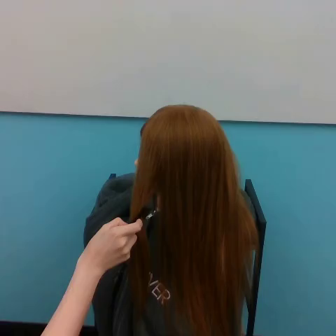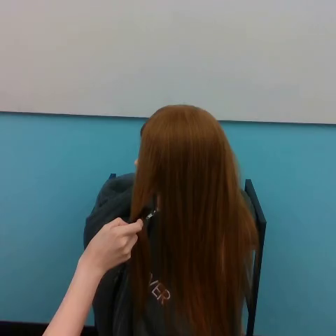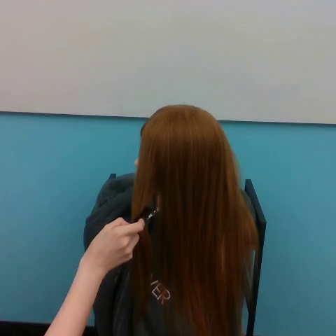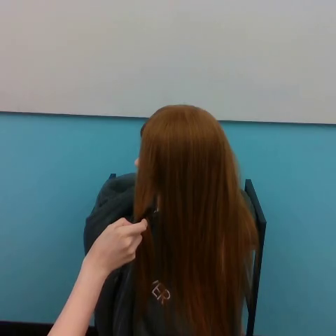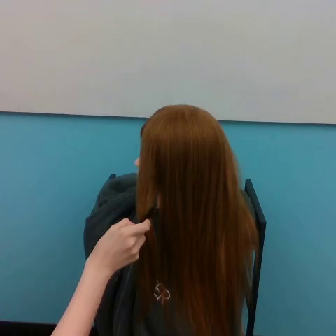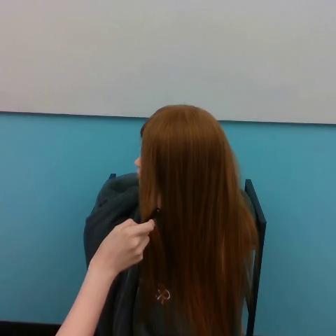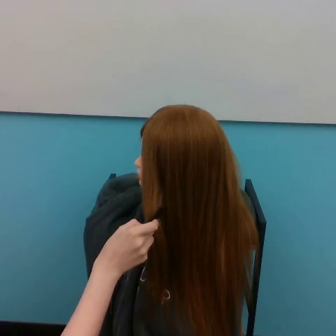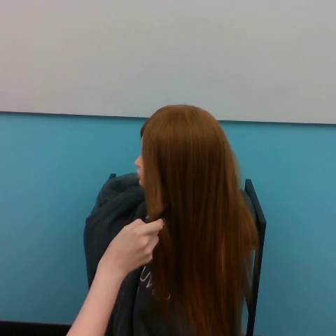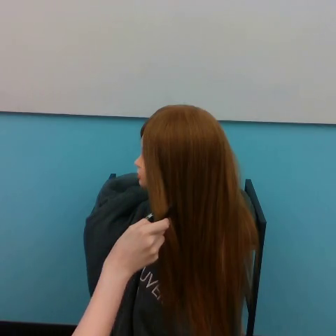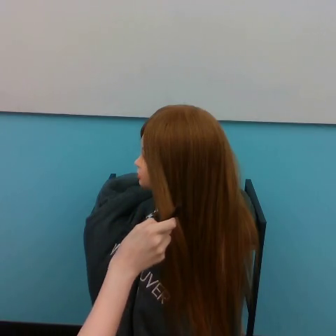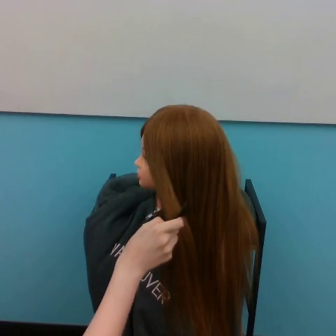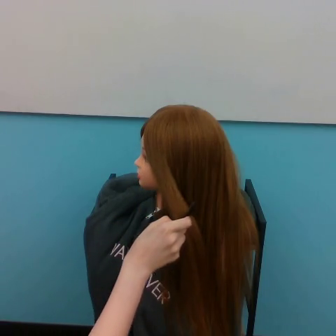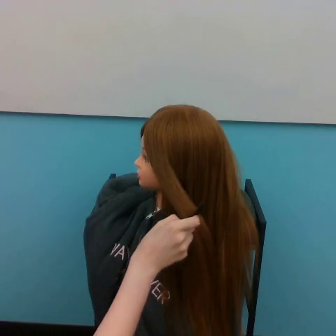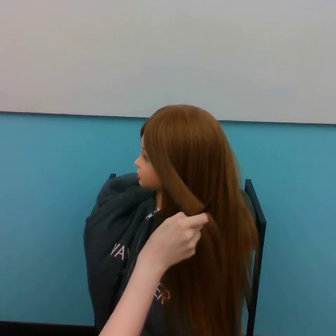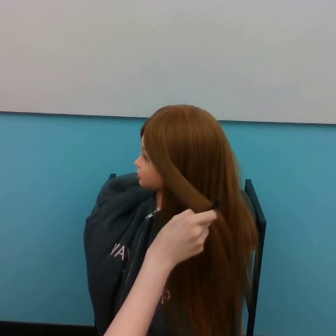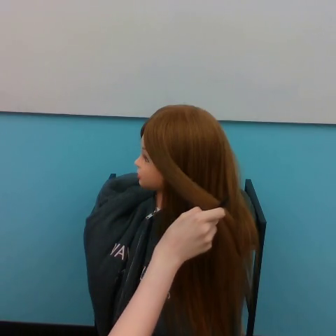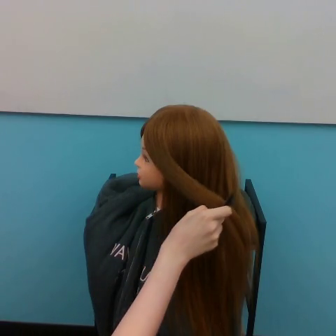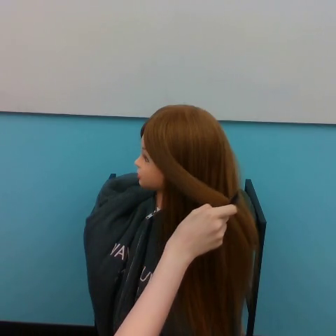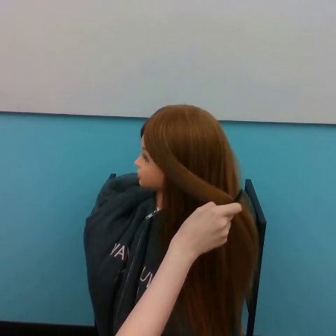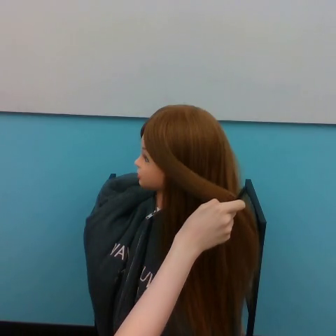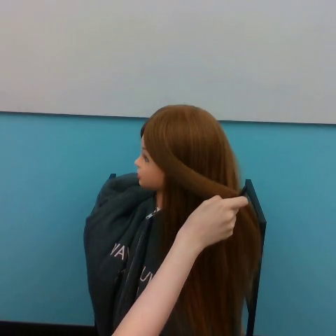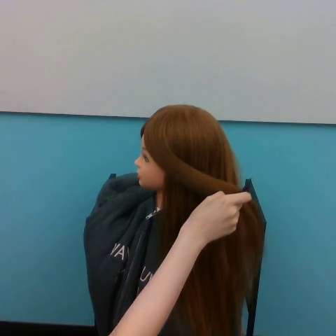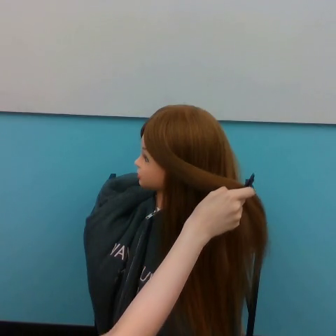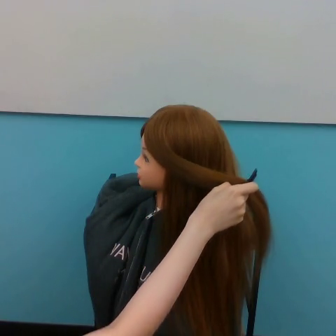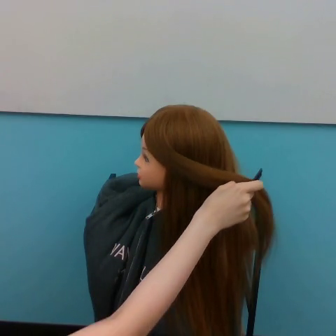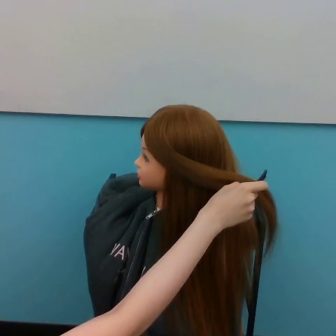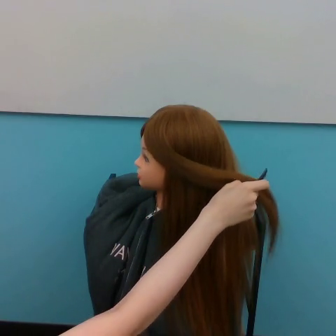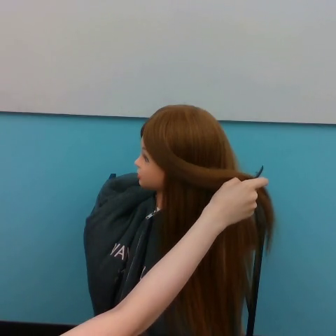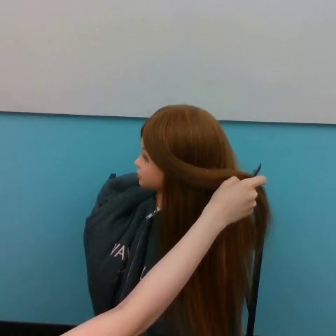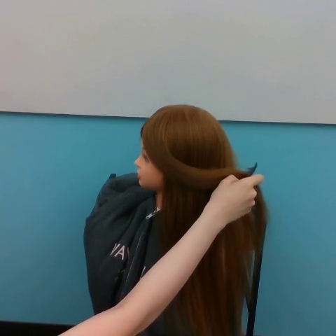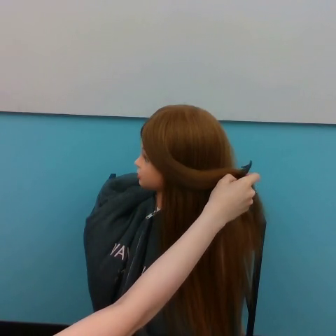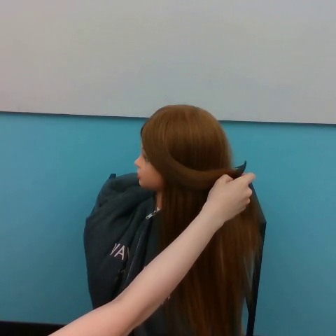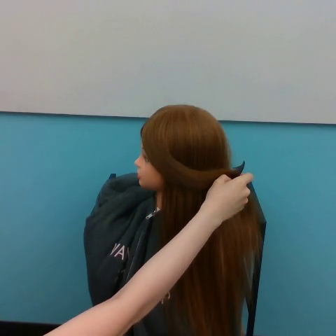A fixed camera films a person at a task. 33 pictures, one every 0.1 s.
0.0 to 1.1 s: The hand goes to the right.
1.1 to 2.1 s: The hand goes to the right and upward.
2.1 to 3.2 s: The hand goes upward and to the right.
Task: tidy side hair.
